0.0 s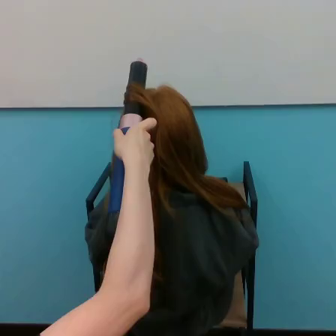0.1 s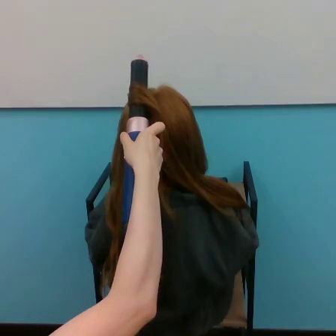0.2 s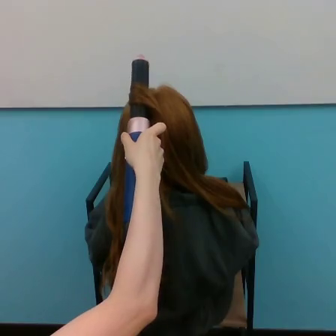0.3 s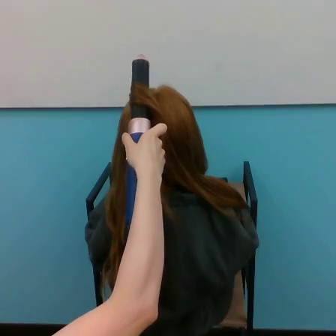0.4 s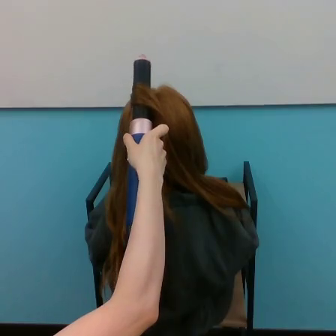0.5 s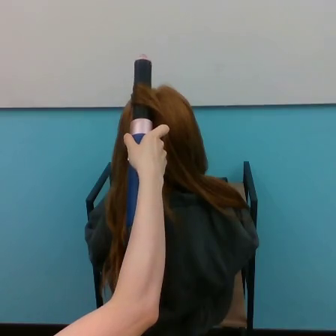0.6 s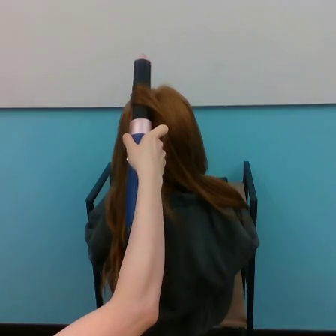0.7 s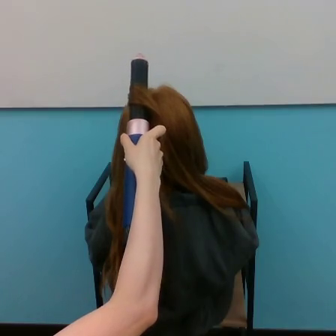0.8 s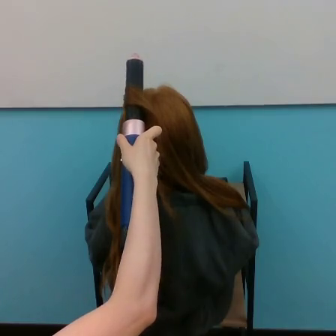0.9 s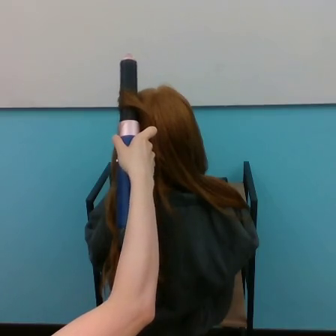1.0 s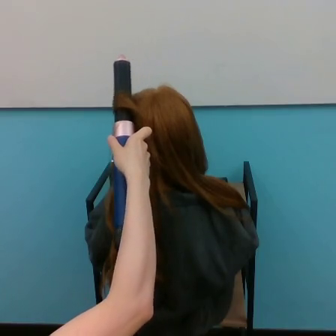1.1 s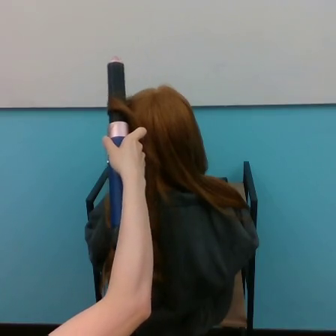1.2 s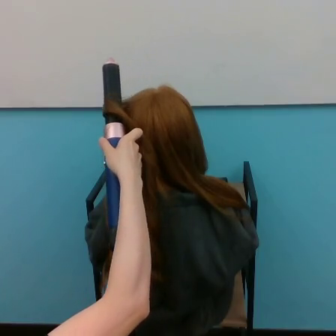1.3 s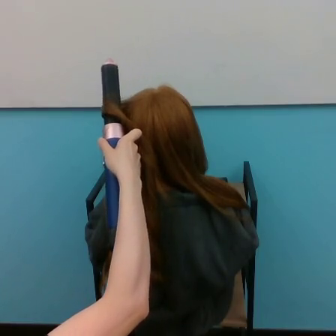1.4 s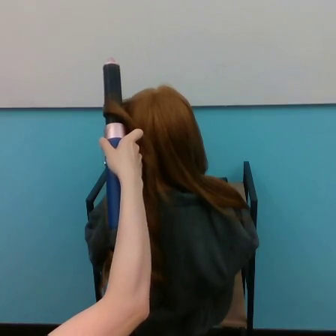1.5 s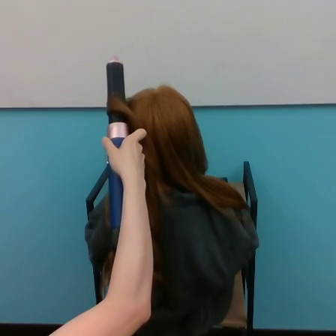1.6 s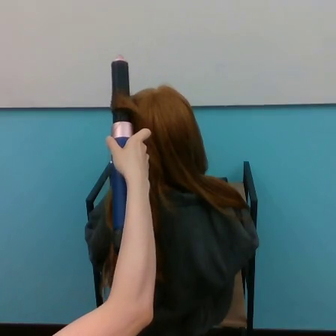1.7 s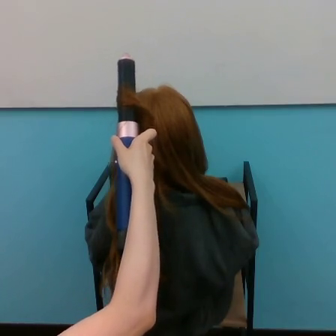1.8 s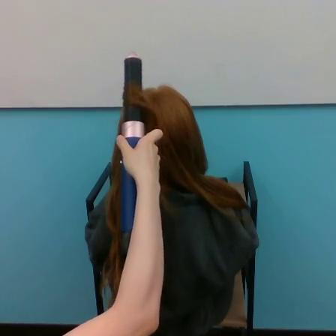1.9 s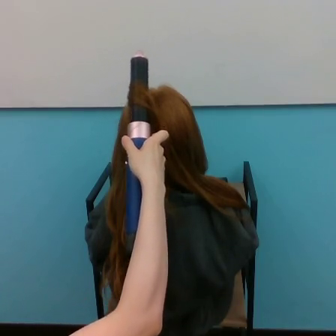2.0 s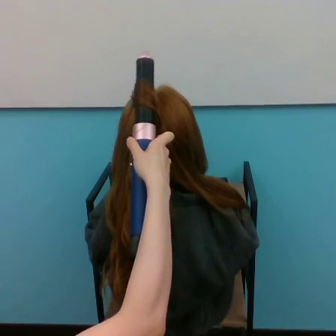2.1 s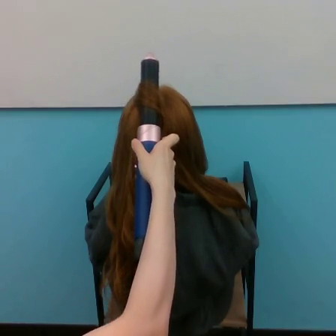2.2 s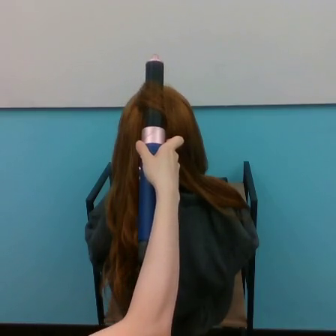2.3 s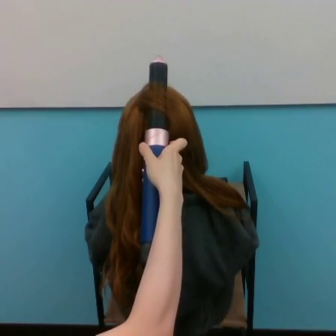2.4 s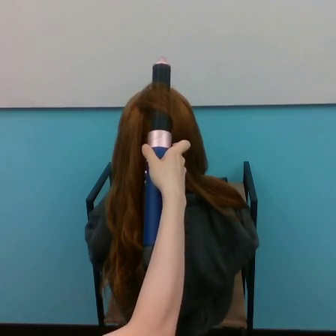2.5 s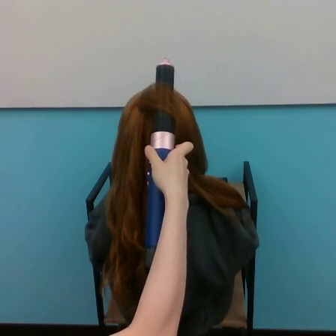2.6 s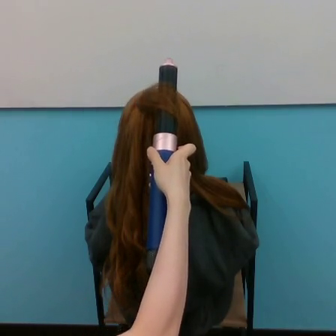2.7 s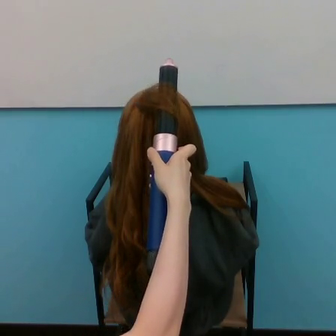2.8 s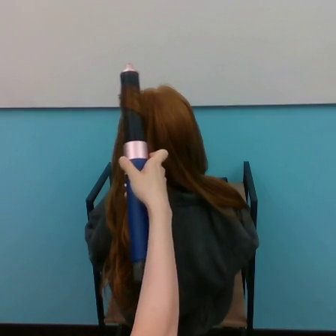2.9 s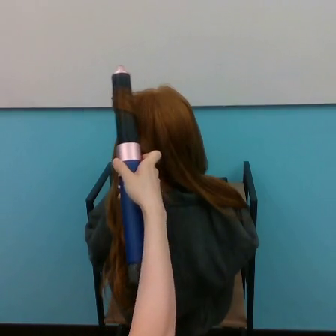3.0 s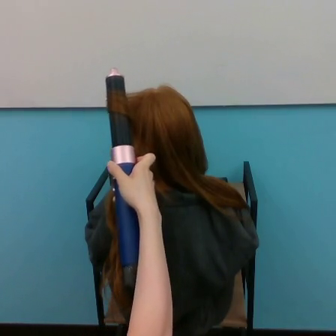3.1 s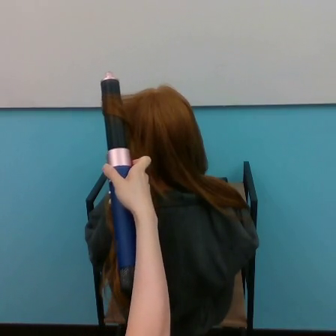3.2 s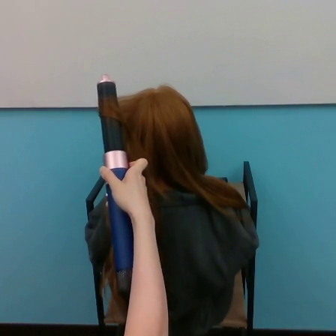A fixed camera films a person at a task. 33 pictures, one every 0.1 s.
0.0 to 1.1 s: The hand moves only a little.
1.1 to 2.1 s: The hand goes to the right.
2.1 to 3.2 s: The hand goes to the left and downward.
Task: curl hair.
